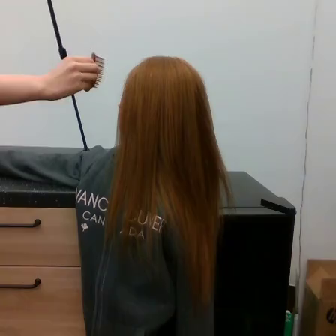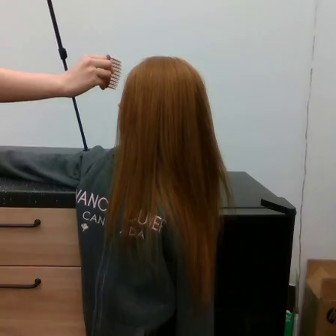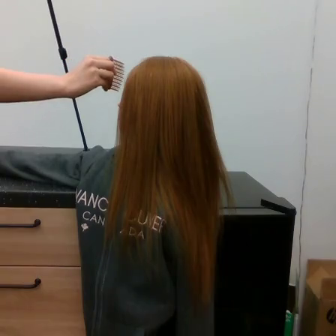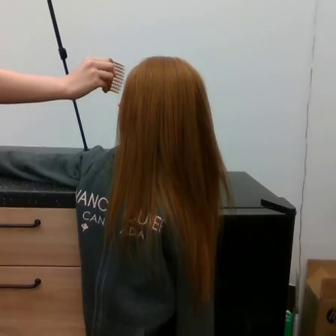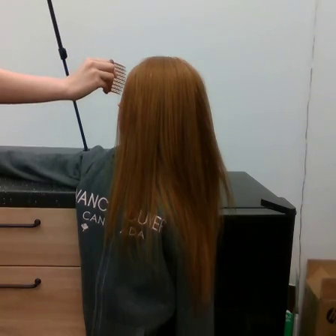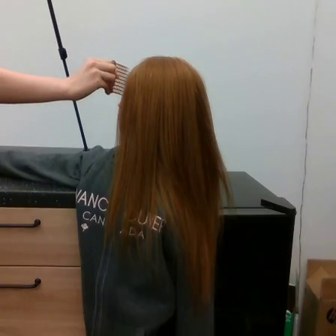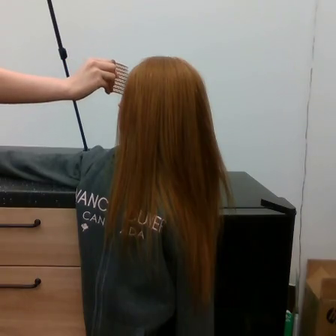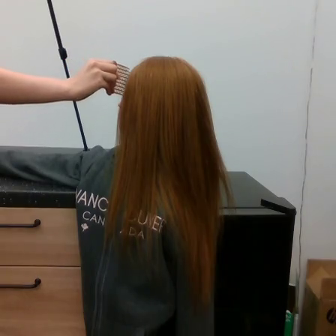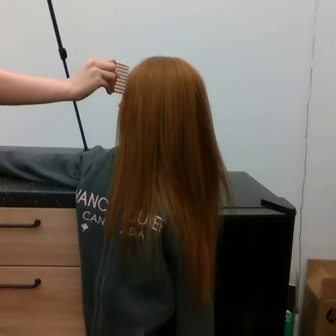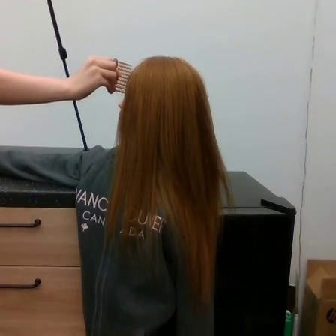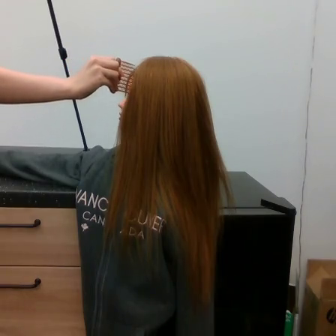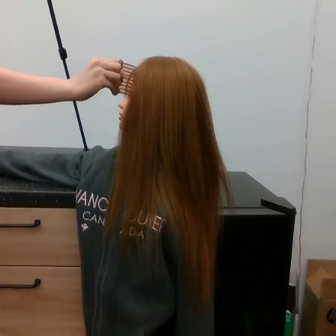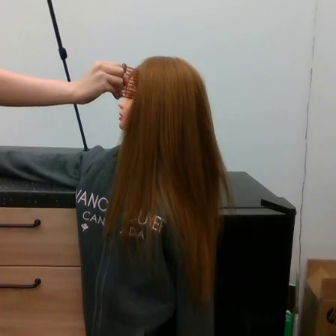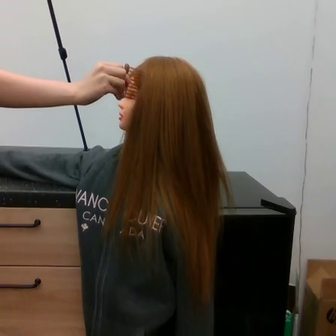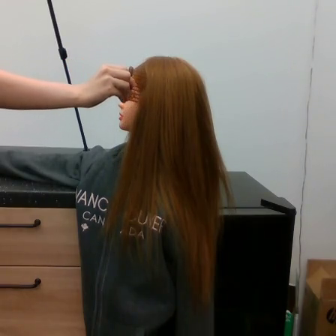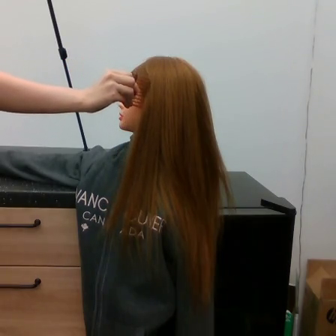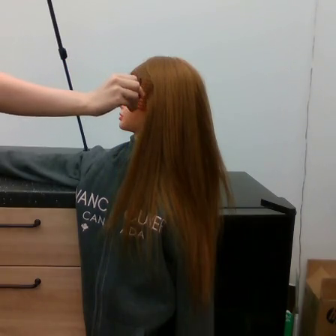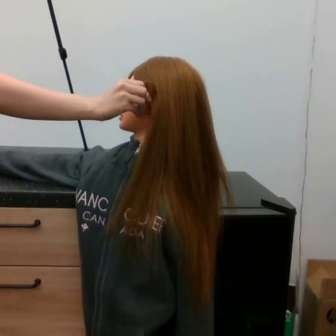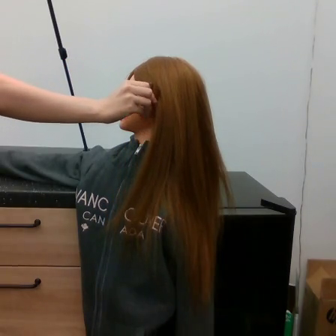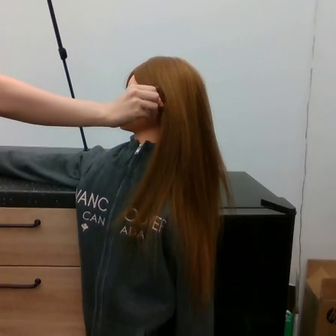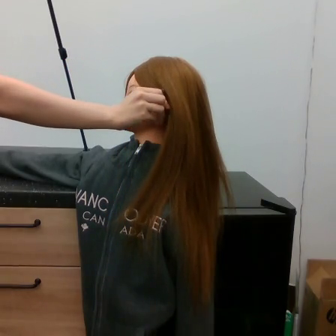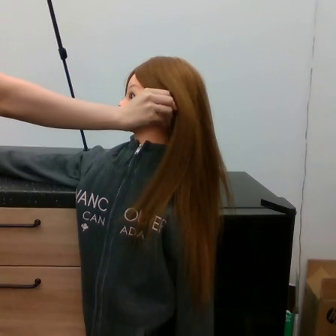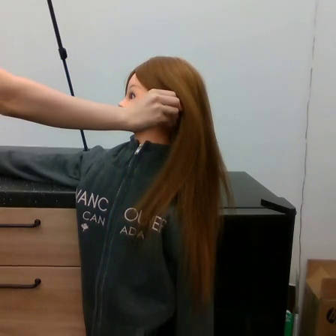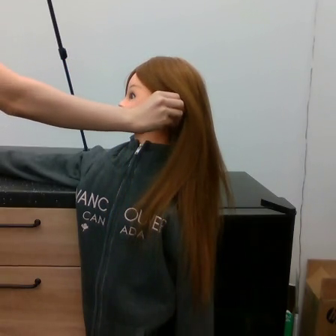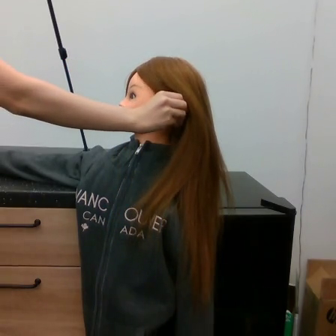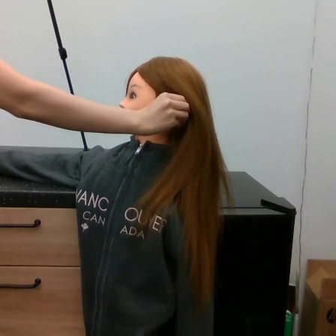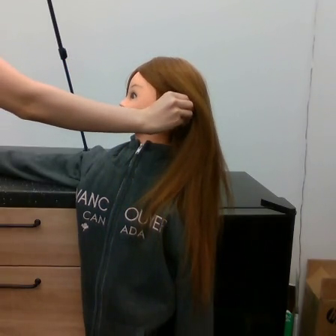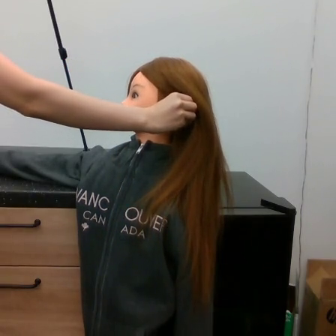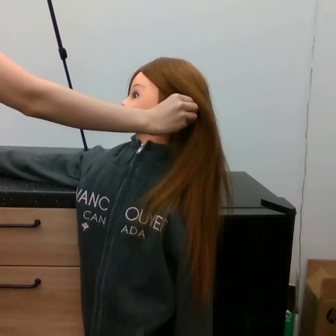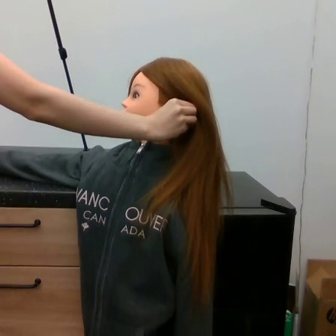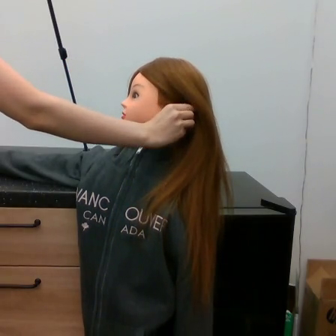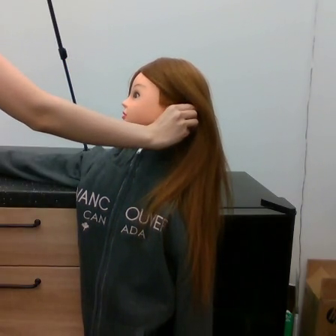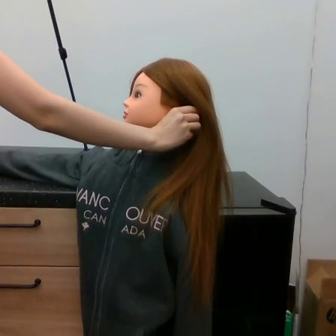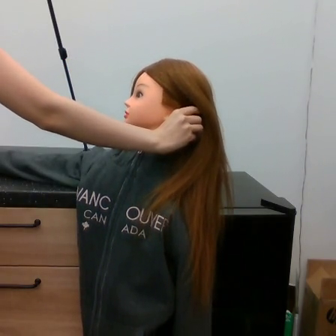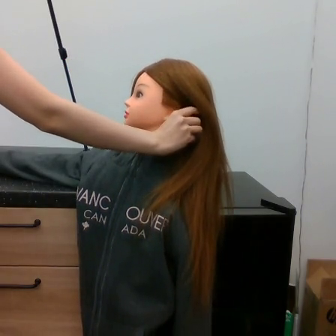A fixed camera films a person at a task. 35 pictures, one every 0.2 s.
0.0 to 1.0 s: The hand goes to the right.
1.0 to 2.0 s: The hand stays where it is.
2.0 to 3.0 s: The hand goes downward and to the right.
3.0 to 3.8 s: The hand goes to the right and downward.
3.8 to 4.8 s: The hand goes to the right.
4.8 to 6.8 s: The hand goes to the right and downward.
Task: tidy side hair.
Motion: move downward and to the right.
